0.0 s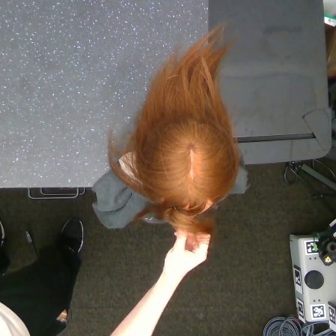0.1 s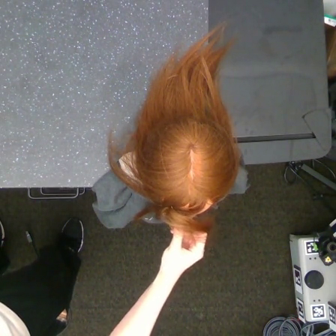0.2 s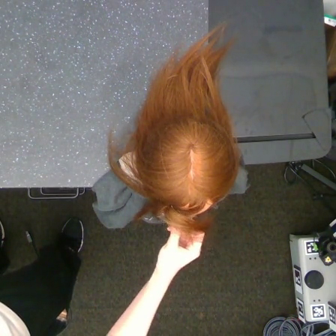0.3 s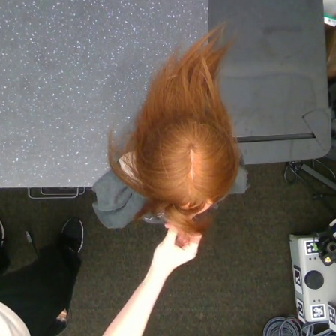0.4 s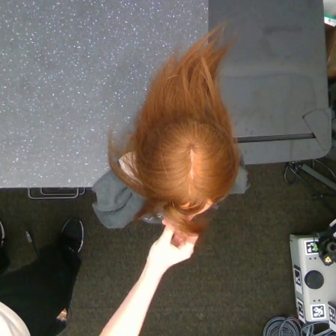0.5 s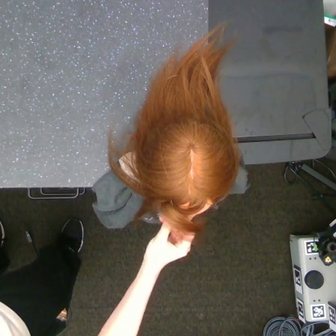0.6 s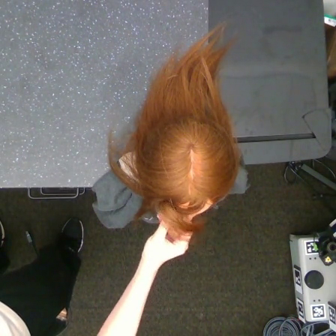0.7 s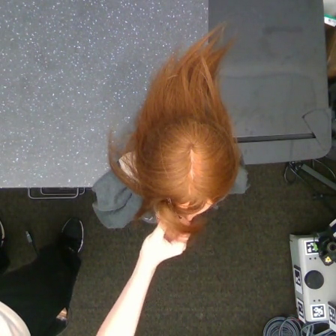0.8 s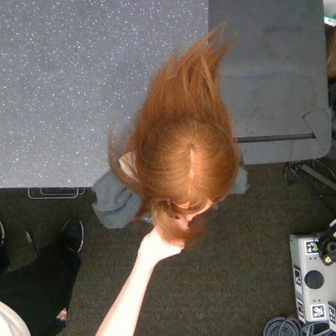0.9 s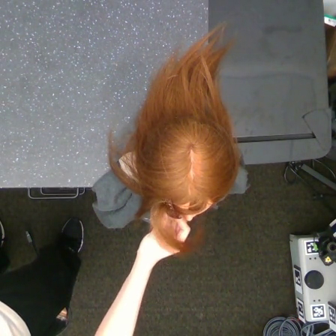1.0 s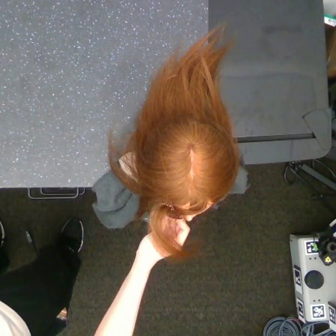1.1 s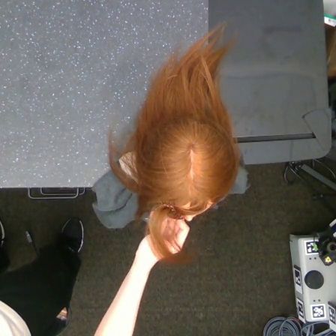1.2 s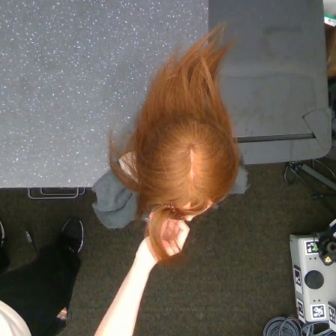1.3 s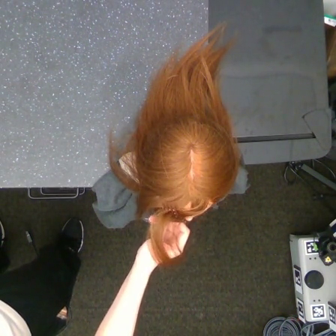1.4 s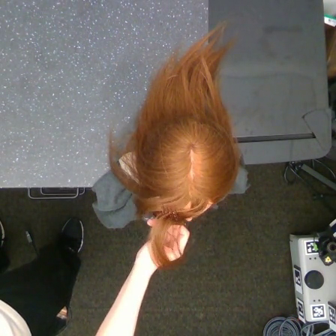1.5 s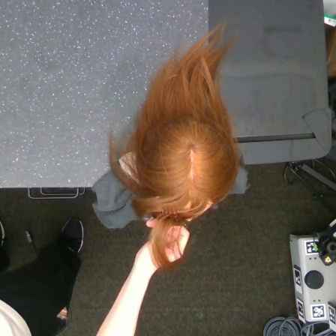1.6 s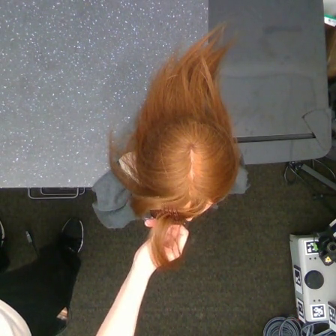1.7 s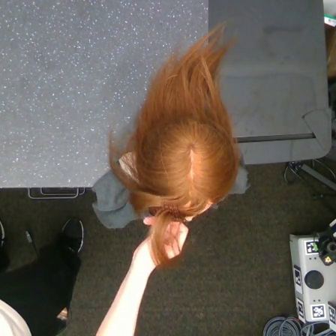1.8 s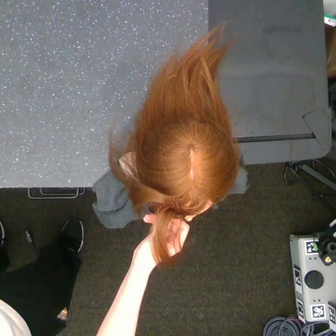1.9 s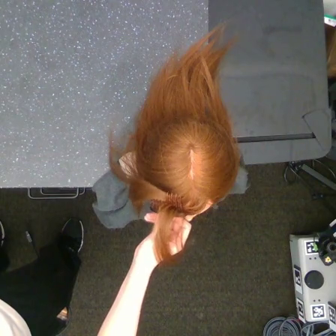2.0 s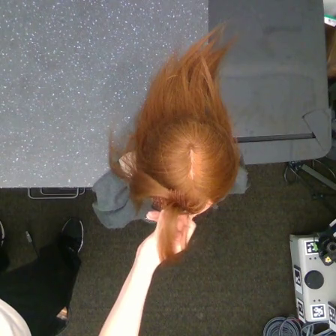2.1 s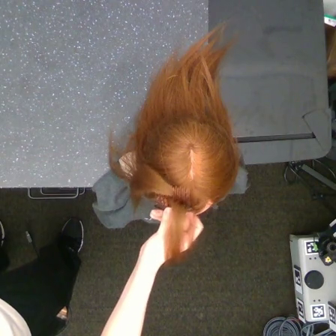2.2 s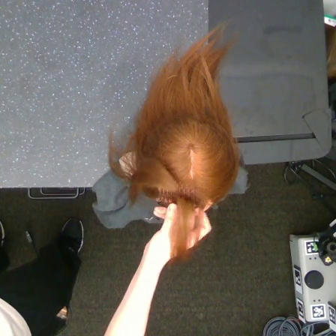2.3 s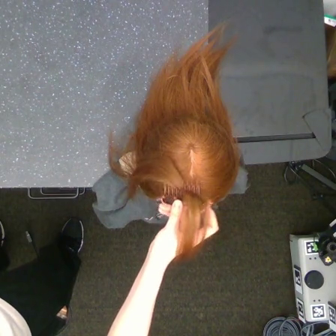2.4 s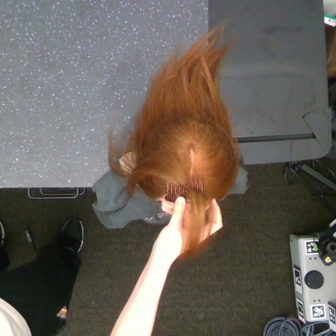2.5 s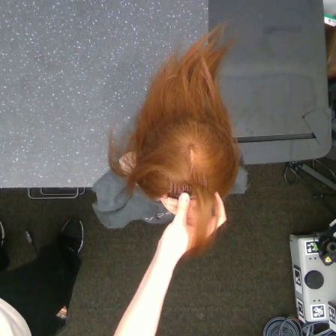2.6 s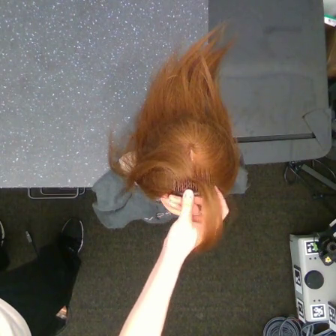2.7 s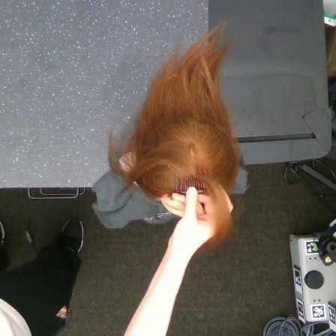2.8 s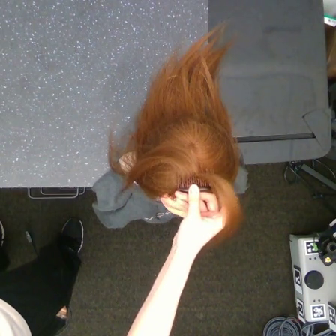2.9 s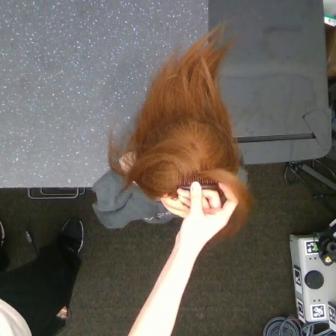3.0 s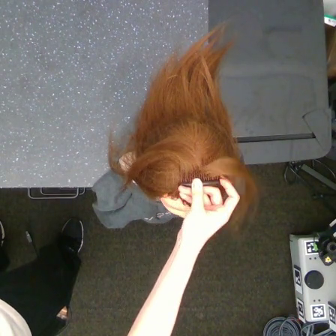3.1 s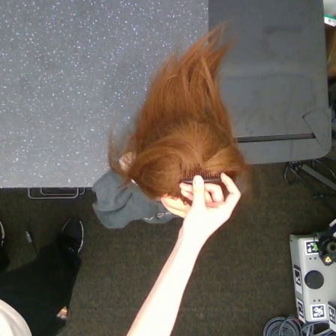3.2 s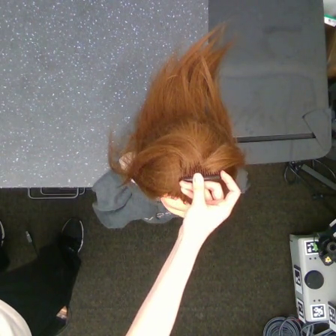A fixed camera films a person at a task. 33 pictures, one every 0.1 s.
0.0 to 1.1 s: The hand goes to the left.
1.1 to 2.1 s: The hand moves only a little.
2.1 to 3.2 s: The hand goes to the right and upward.
Task: tidy front hair.
